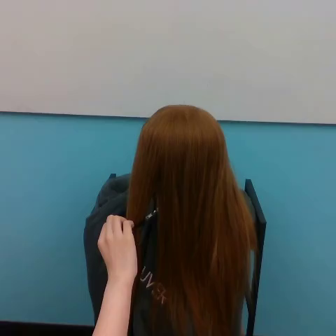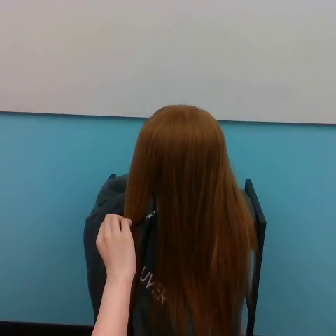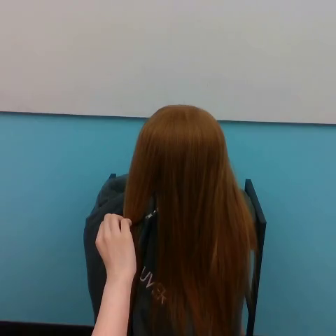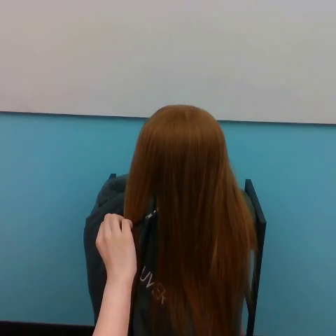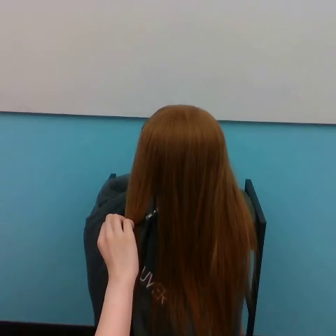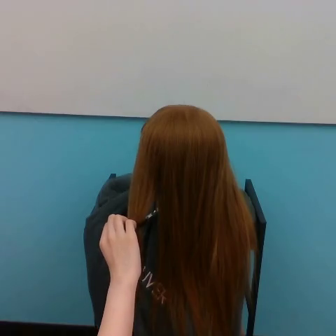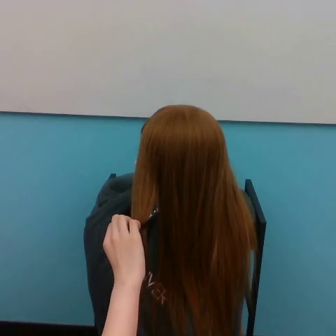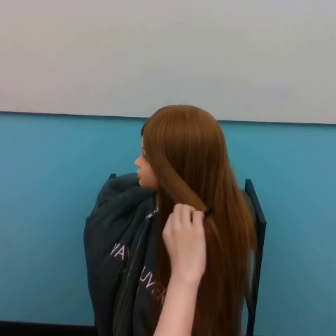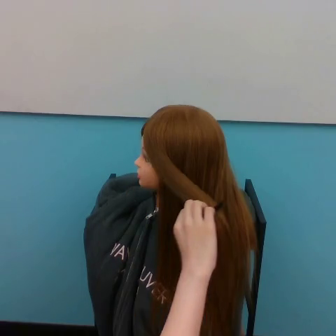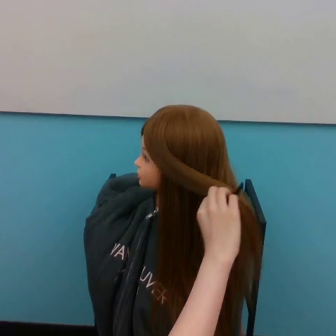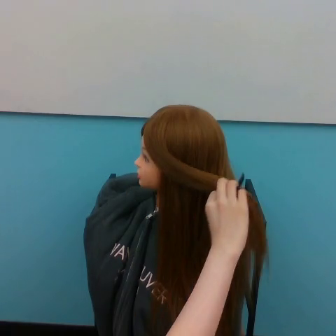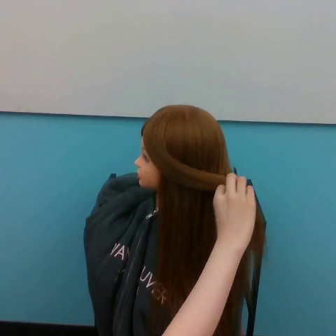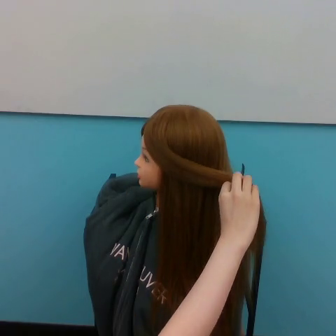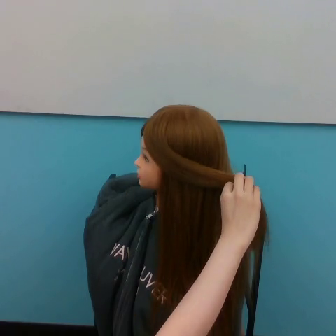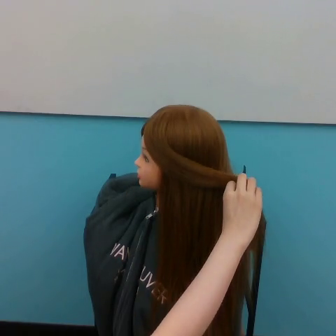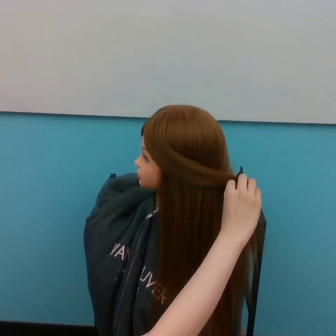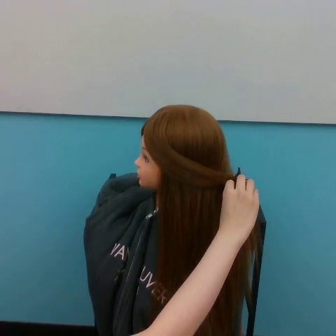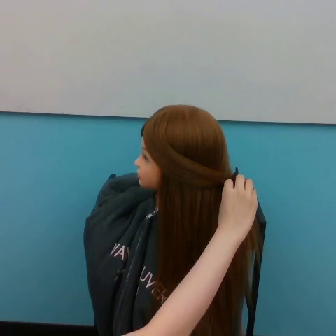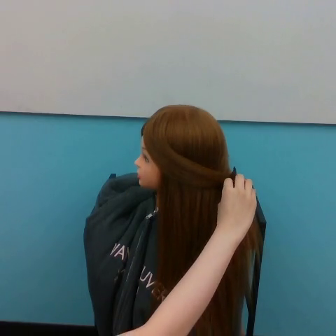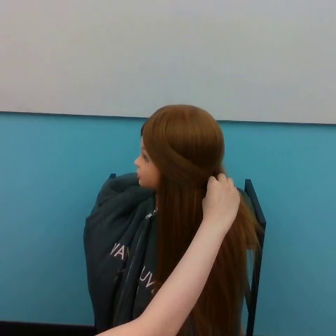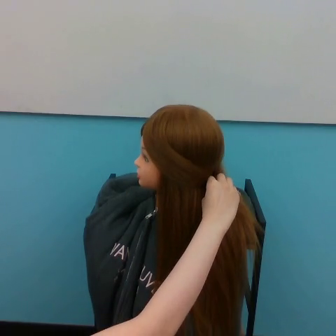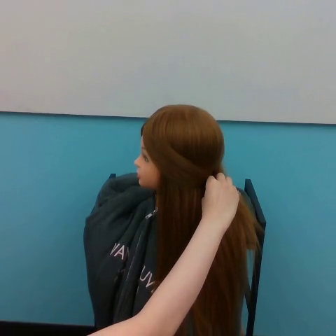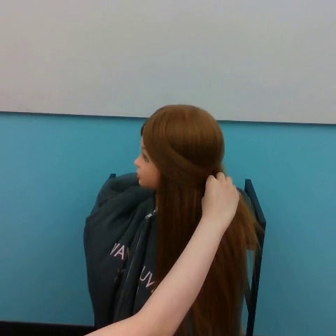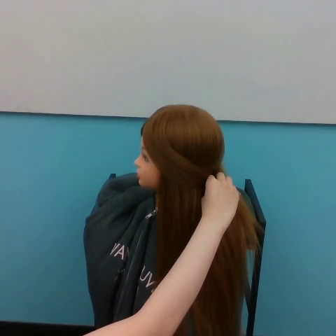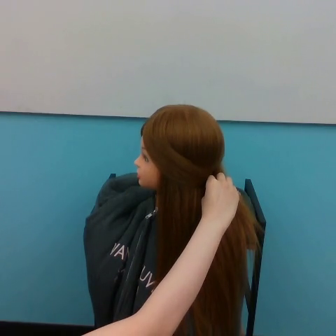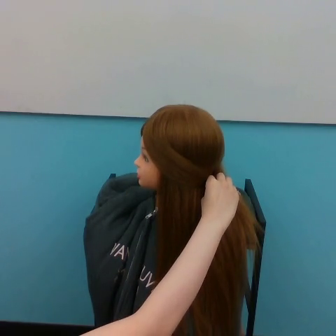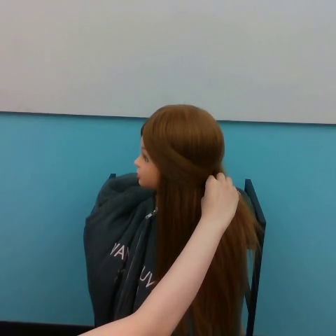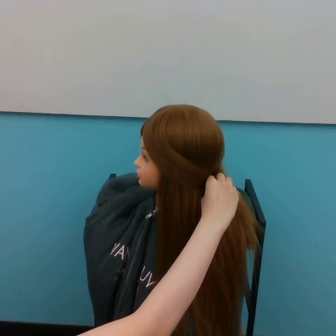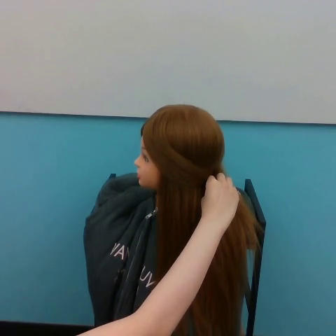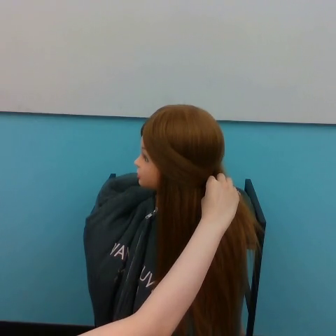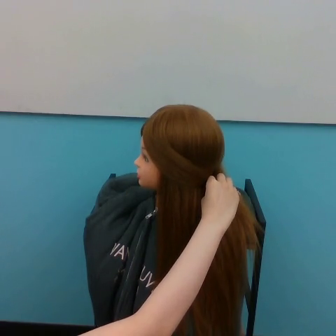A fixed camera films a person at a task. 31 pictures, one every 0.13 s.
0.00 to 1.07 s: The hand goes to the right.
1.07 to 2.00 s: The hand goes to the right and upward.
2.00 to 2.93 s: The hand goes to the left.
2.93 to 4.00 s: The hand stays where it is.
Task: tidy side hair.
Motion: move upward and to the right, then move to the left shortly.
